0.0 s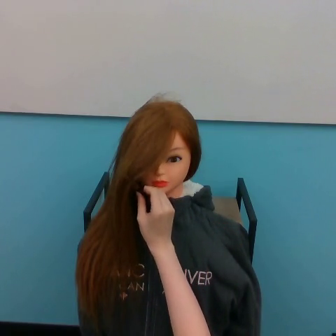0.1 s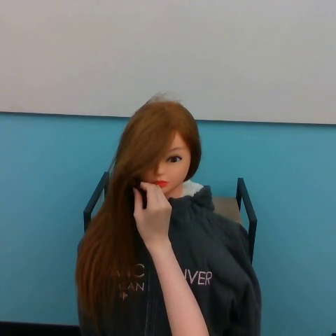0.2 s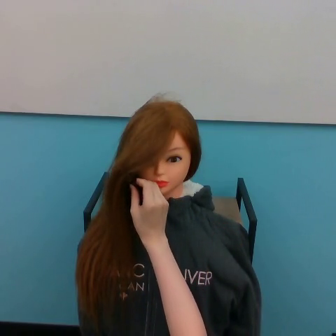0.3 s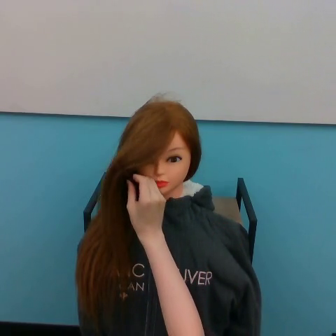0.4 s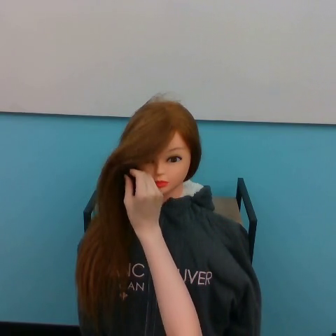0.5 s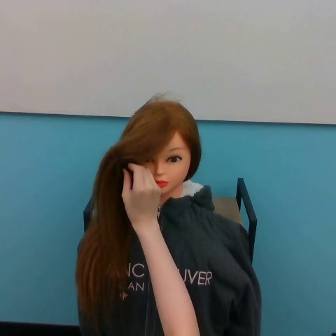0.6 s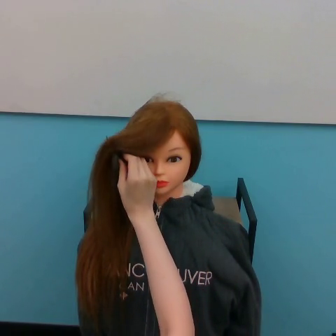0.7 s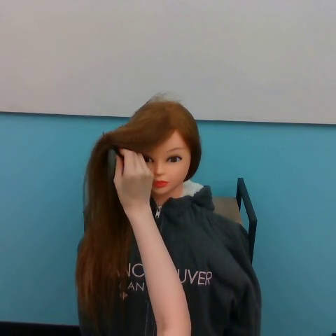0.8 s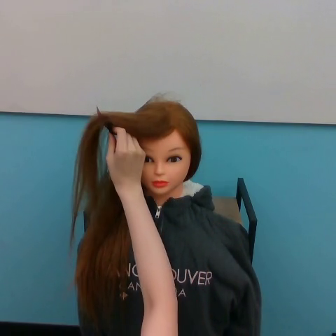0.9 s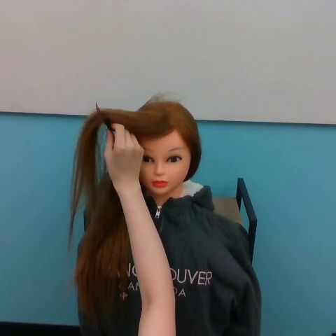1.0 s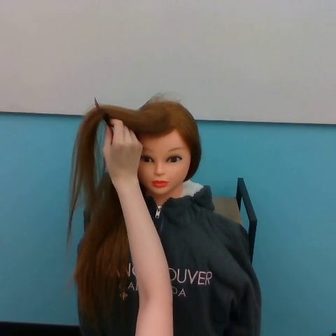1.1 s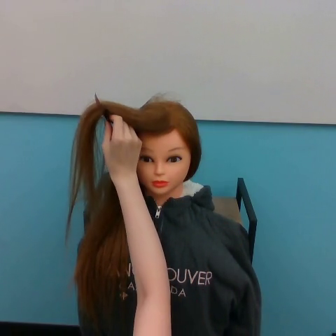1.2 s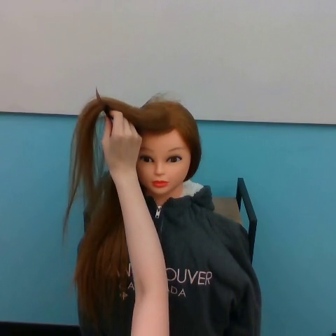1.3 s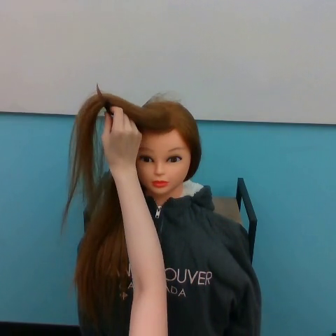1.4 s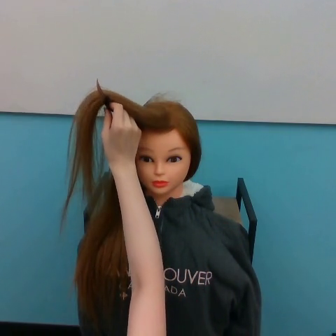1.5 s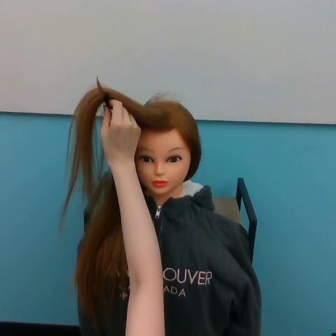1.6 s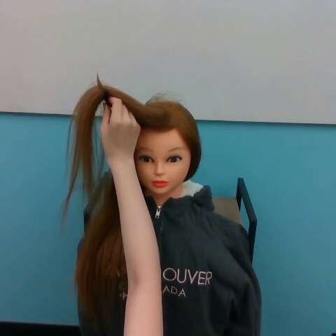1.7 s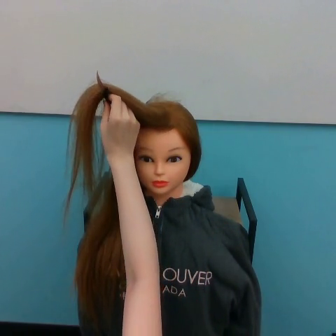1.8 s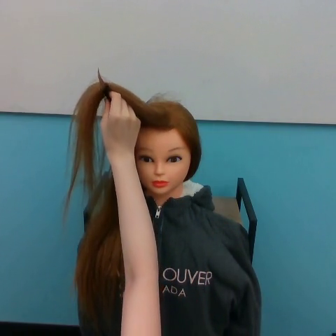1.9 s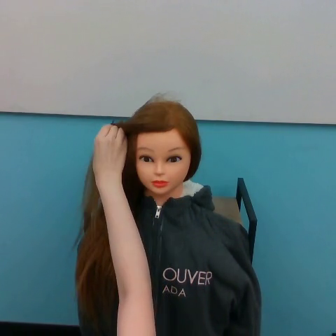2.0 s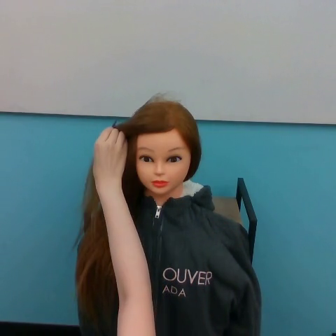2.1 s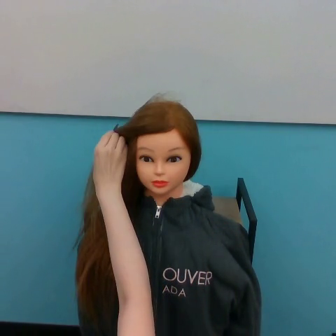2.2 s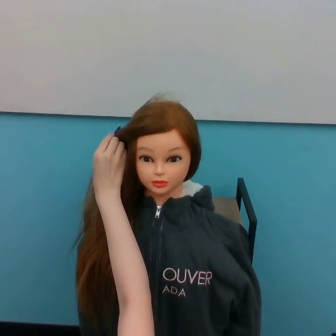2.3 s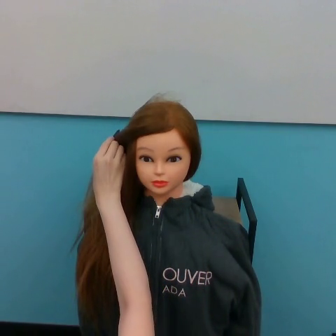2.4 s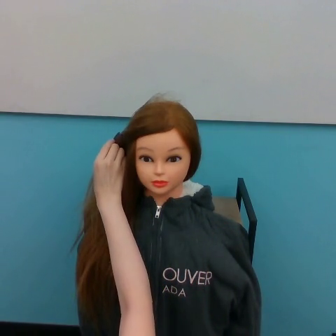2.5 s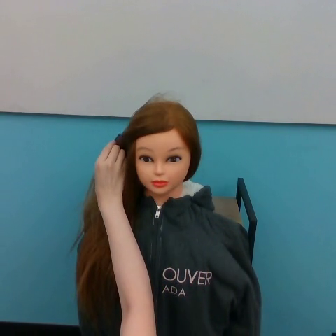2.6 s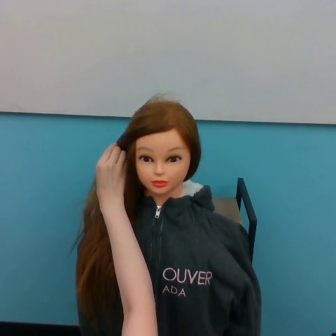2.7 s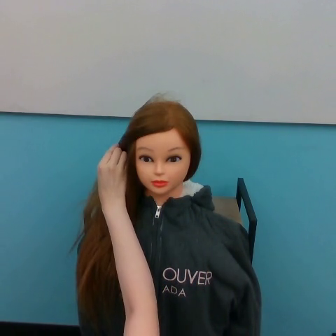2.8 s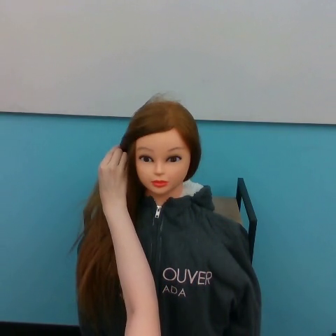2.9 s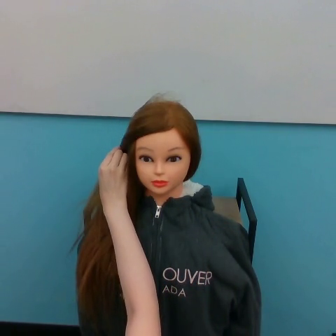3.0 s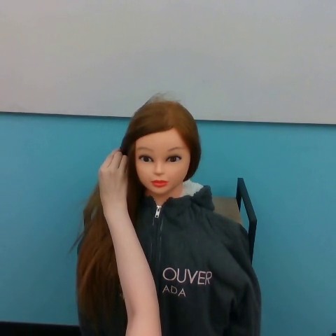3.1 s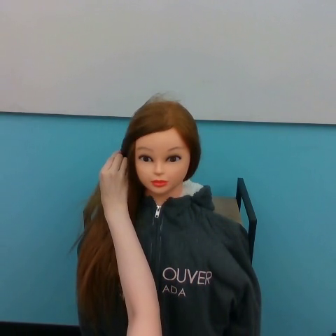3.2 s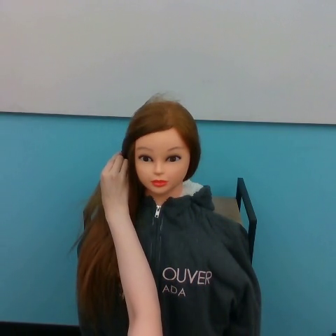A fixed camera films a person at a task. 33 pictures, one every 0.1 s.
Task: tidy front hair.
0.0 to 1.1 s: The hand goes upward and to the left.
1.1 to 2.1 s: The hand goes upward, then downward.
2.1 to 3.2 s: The hand goes downward.
